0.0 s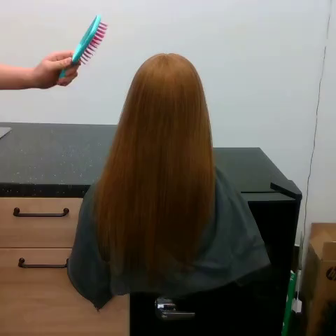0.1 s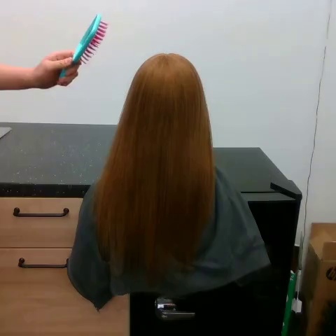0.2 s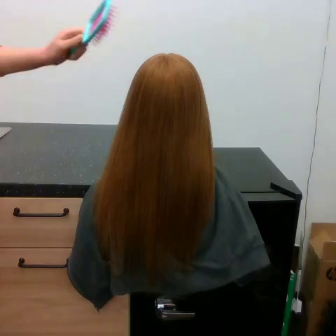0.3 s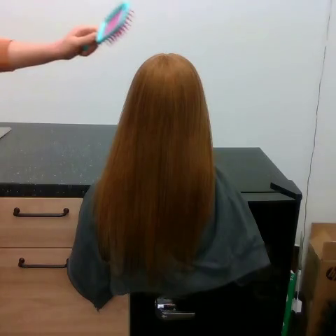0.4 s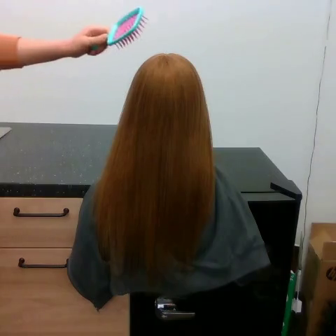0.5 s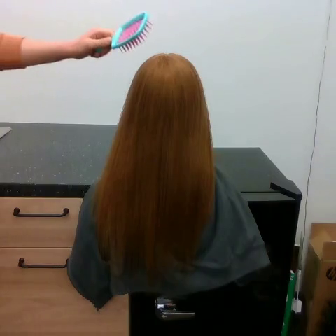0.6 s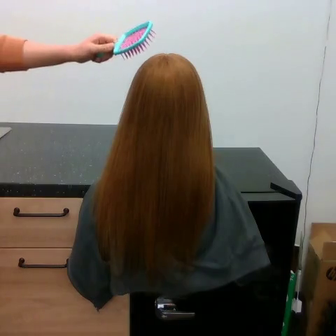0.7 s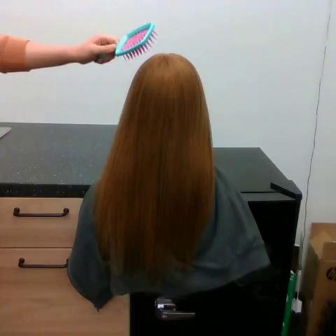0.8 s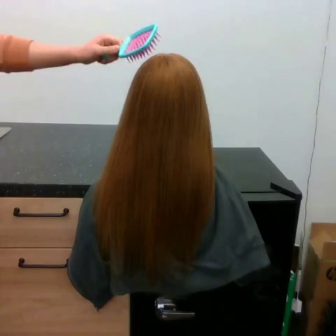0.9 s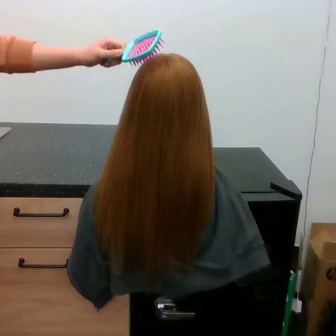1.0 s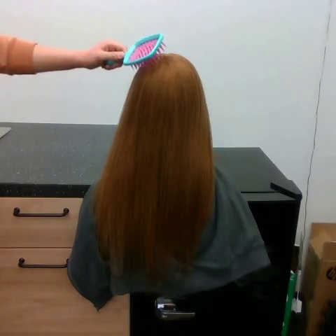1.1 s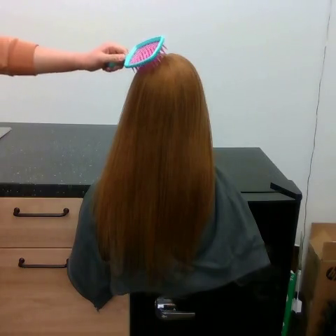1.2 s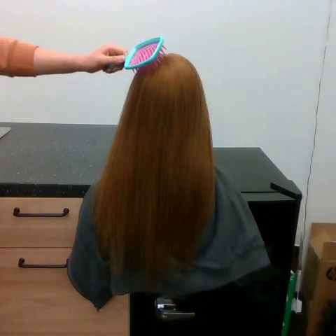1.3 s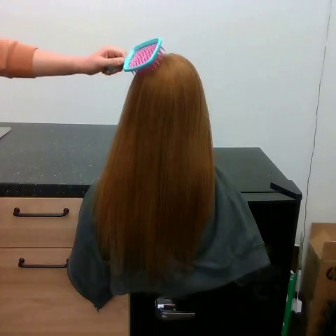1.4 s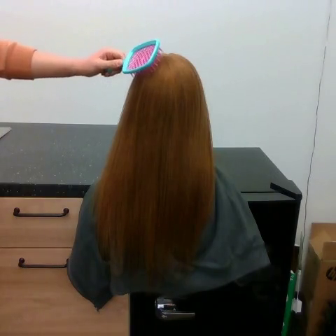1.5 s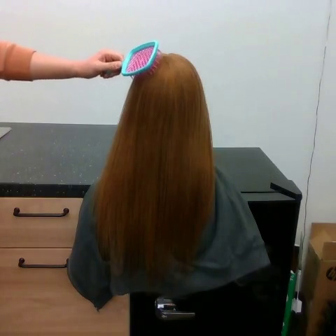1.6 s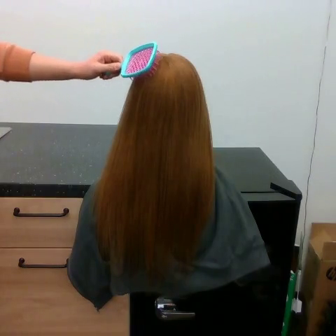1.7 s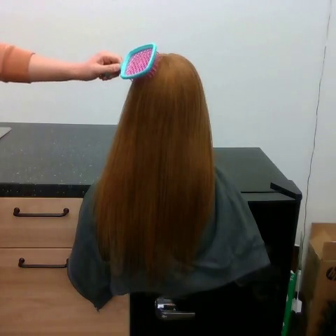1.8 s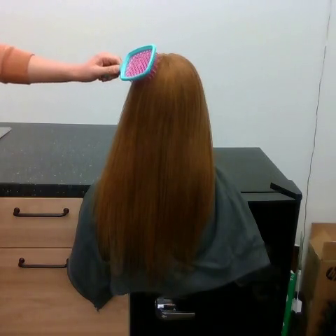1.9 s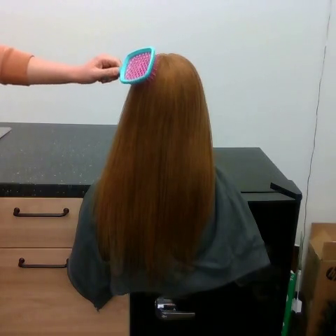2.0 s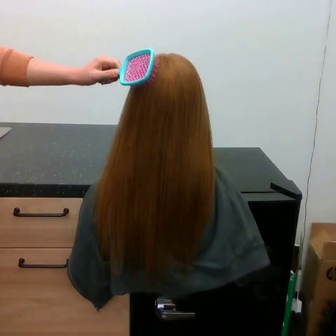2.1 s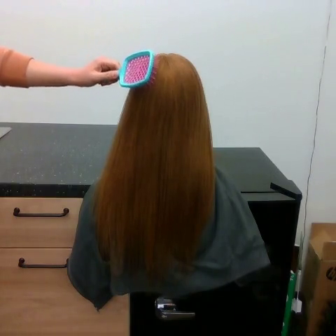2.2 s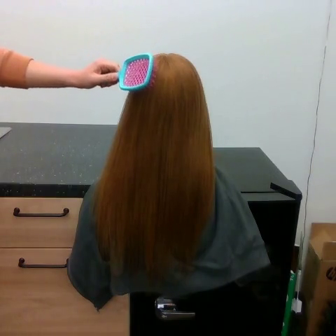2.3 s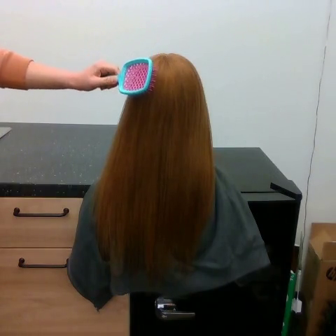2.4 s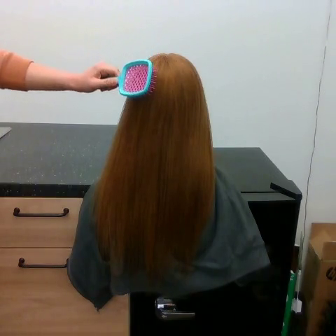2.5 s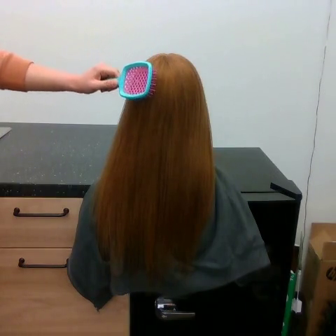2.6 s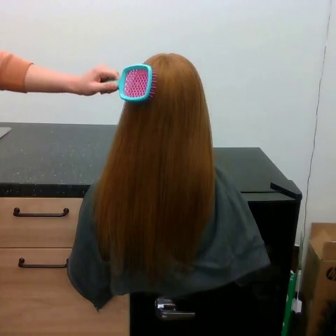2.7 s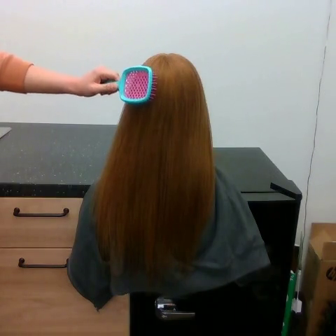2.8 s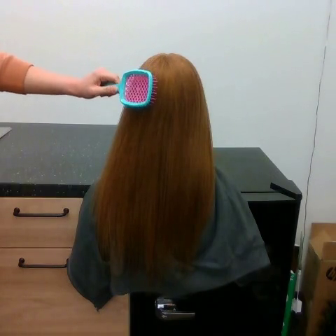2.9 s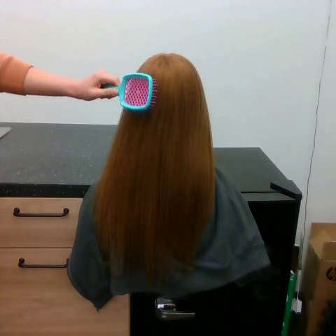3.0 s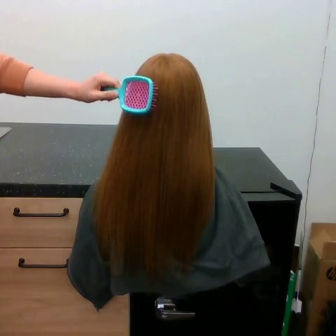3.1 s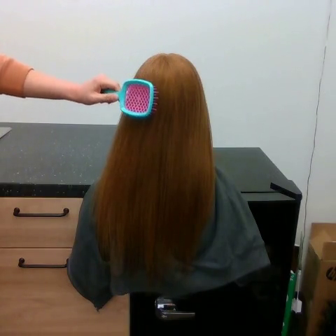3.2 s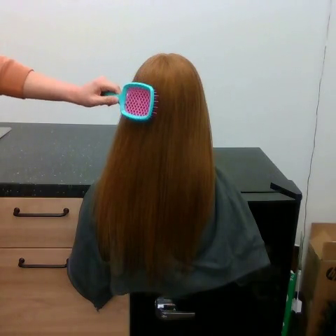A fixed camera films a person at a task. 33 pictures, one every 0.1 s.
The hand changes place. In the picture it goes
to the right.
0.0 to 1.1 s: The hand goes to the right, on a clockwise arc.
1.1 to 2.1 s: The hand goes downward.
2.1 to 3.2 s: The hand goes downward.
Task: brush hair.
